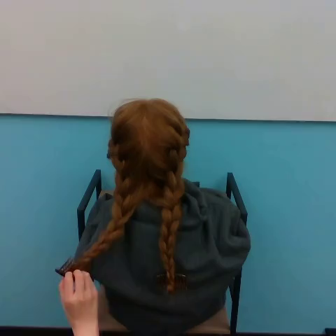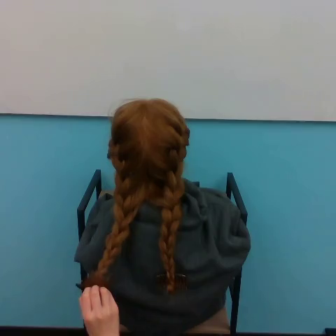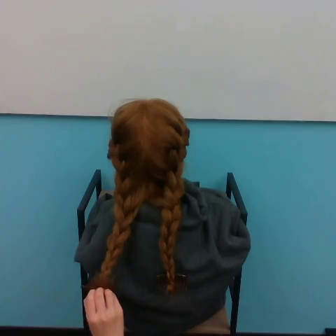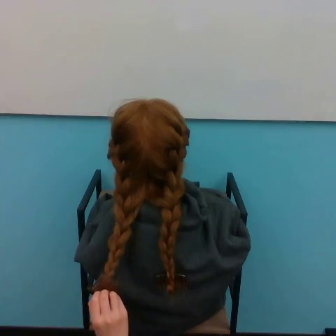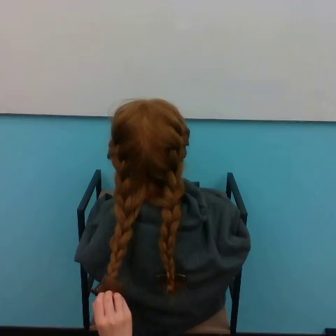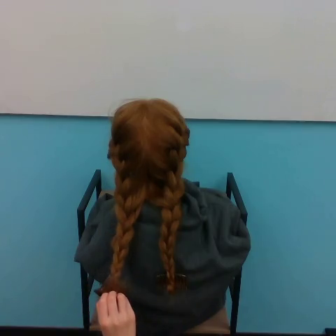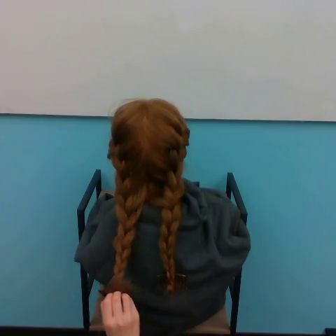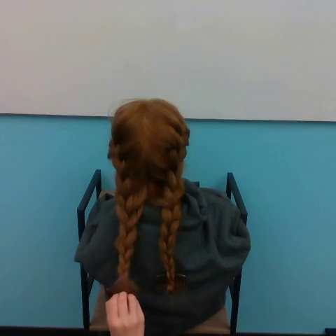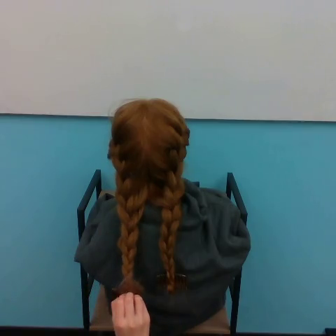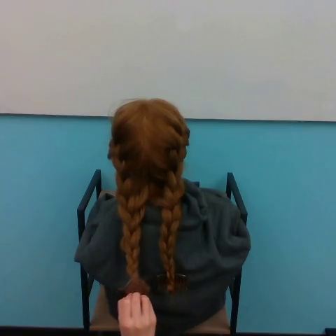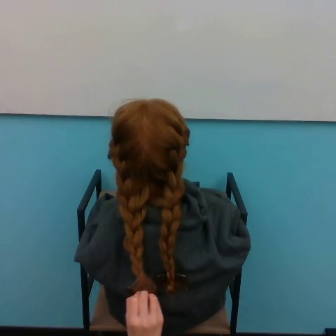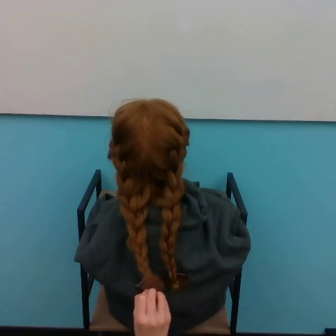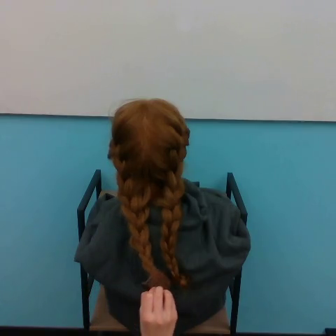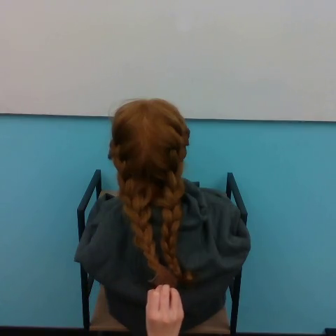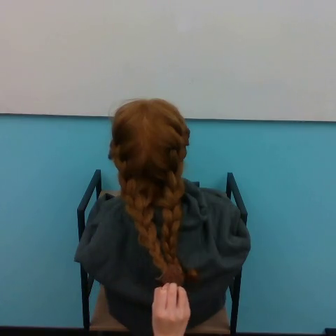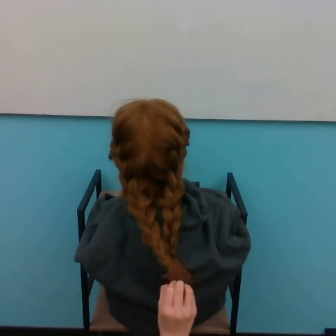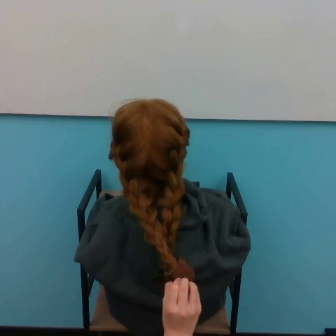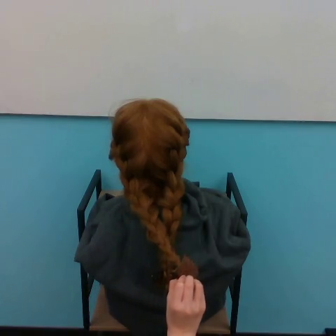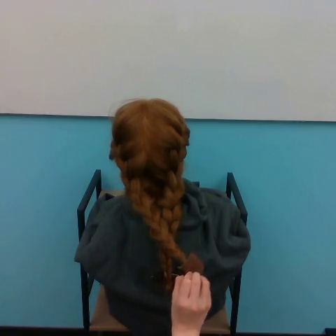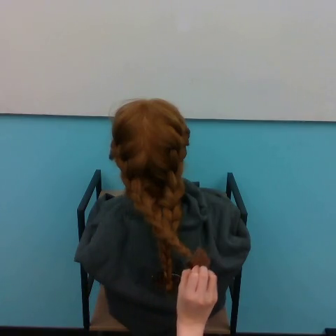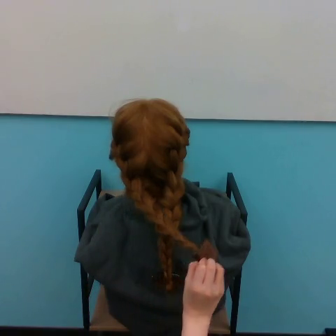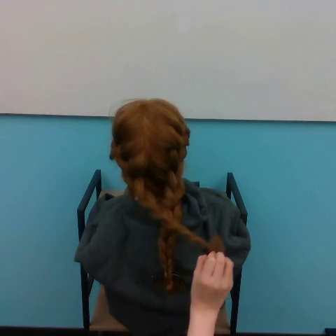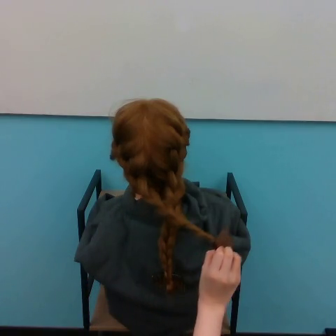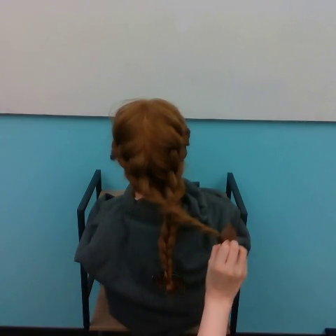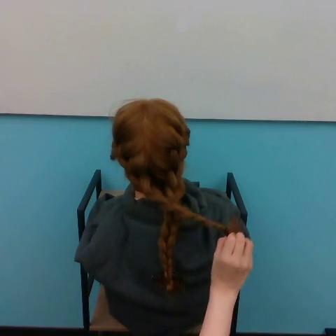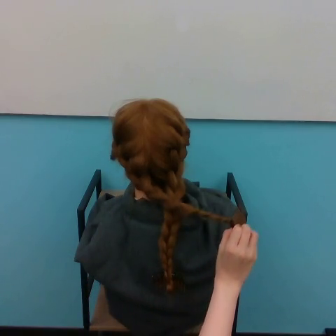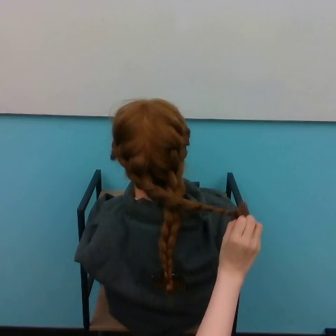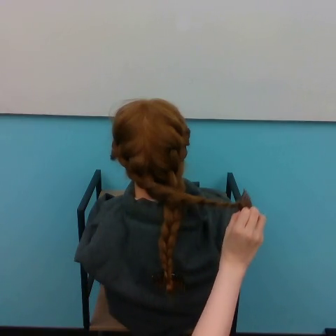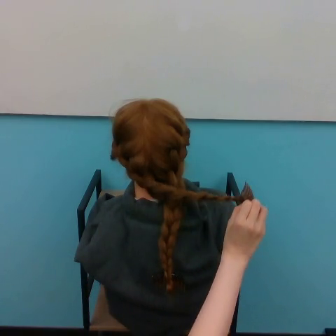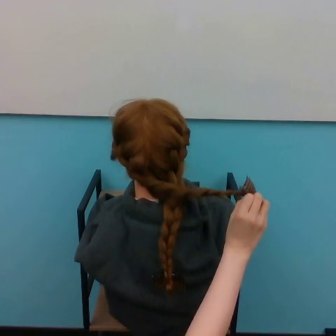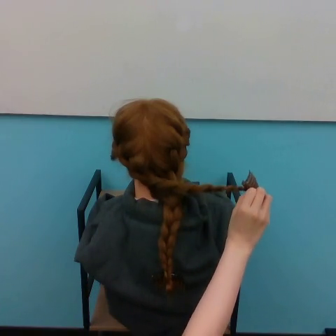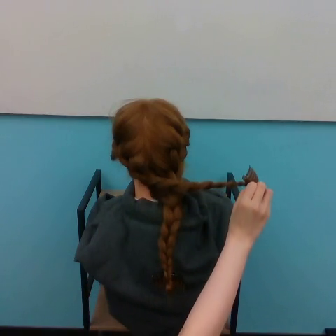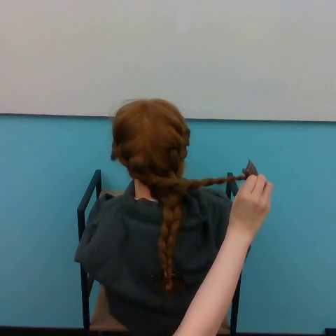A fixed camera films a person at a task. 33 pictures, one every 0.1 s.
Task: style hair.
0.0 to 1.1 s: The hand goes to the right.
1.1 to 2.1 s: The hand goes to the right and upward.
2.1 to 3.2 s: The hand goes upward and to the right.
